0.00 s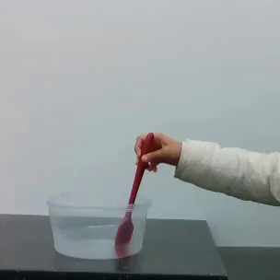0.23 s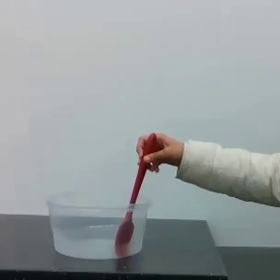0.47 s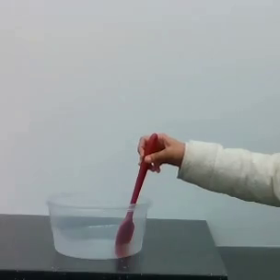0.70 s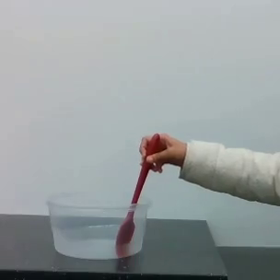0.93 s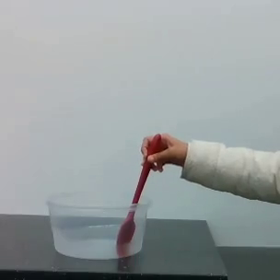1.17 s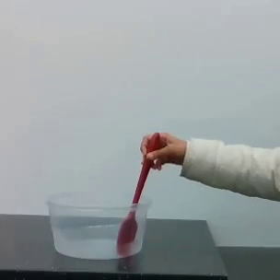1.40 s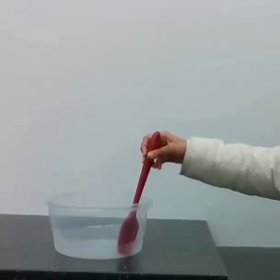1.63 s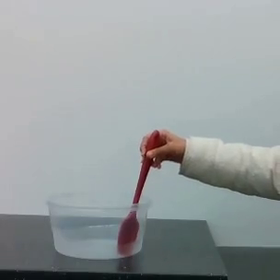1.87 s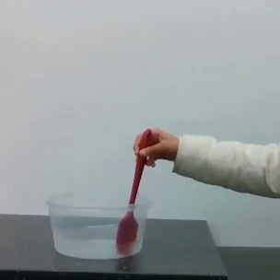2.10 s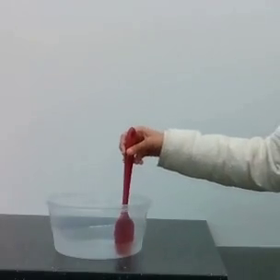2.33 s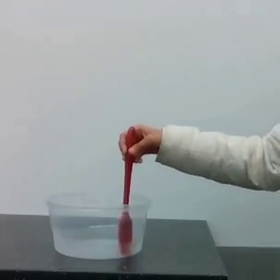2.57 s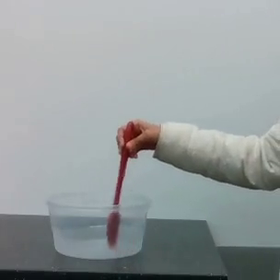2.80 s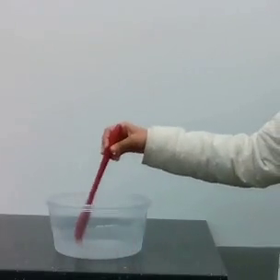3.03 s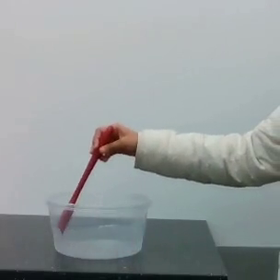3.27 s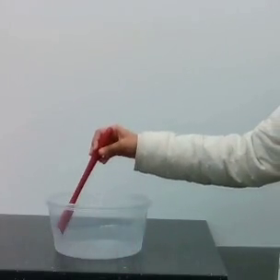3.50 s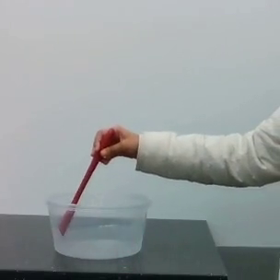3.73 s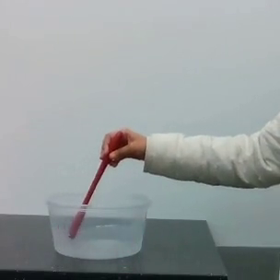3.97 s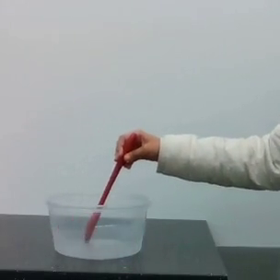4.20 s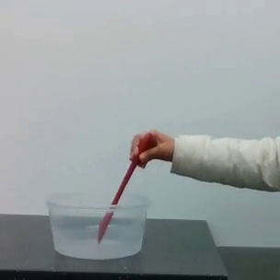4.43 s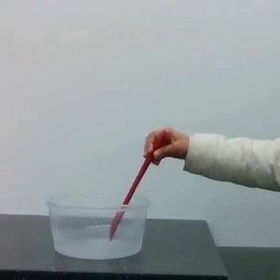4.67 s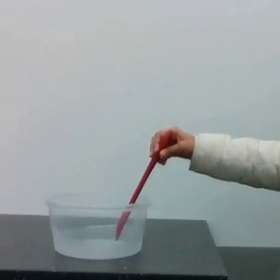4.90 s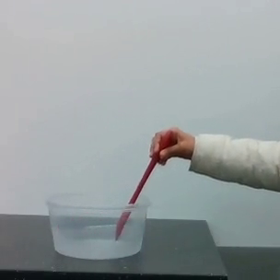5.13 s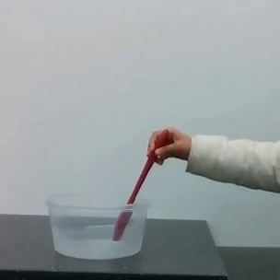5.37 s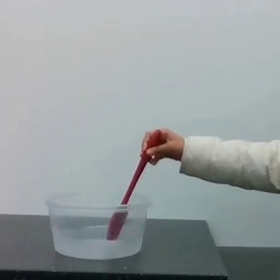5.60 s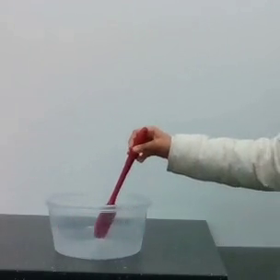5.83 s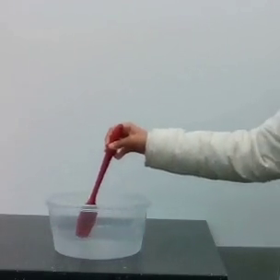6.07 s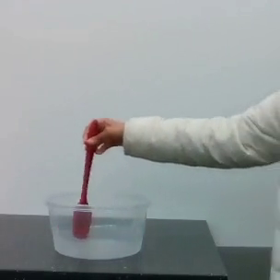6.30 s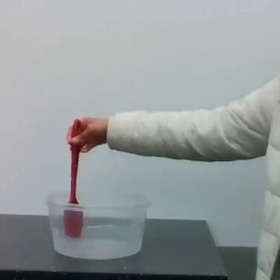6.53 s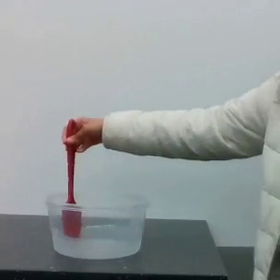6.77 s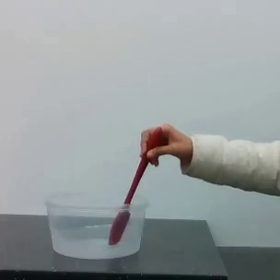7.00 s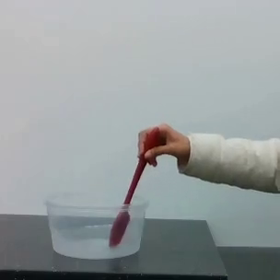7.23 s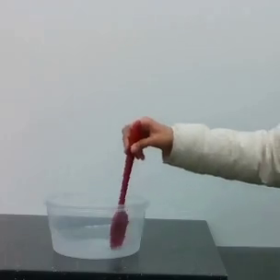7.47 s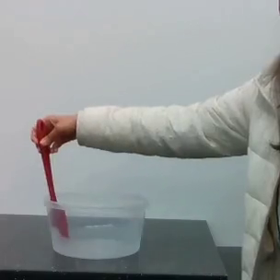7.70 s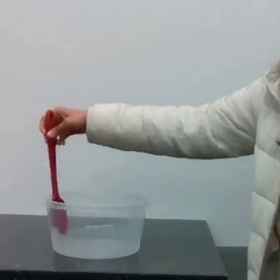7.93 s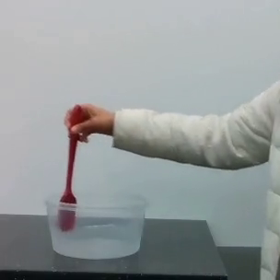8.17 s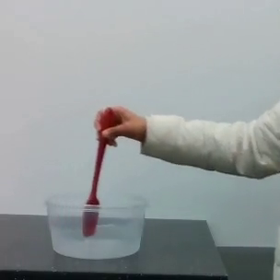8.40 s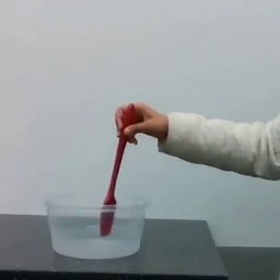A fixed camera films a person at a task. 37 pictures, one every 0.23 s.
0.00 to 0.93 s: The hand moves only a little.
0.93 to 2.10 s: The hand goes to the left.
2.10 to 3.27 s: The hand goes to the left, on a counterclockwise arc.
3.27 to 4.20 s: The hand goes to the right.
4.20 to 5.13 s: The hand goes to the right.
5.13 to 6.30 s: The hand goes to the left.
6.30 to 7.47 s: The hand goes to the right, then to the left.
7.47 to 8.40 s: The hand goes to the right.
Task: stir.
Motion: move to the left and move to the right, repeating this sequence 3 times.
